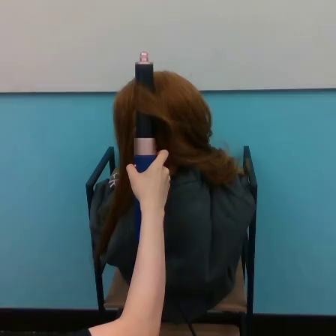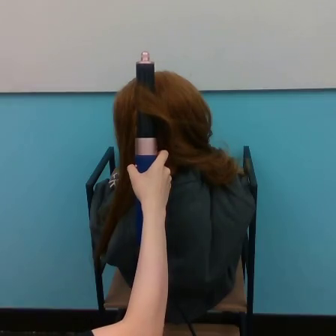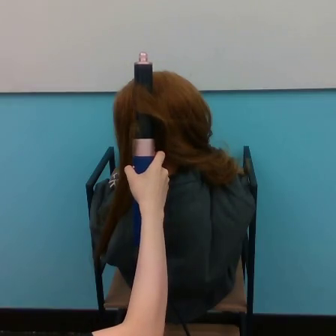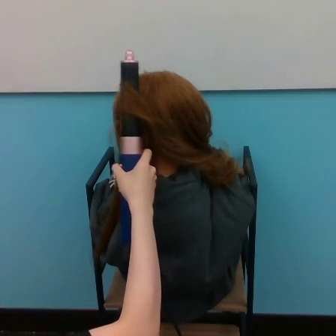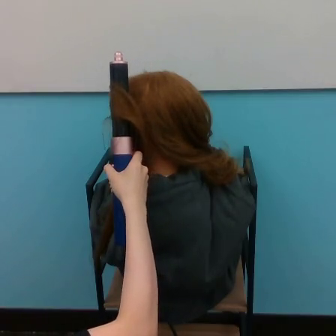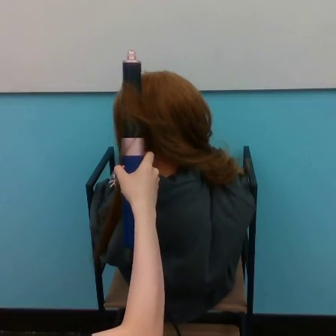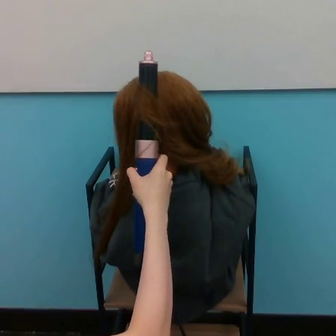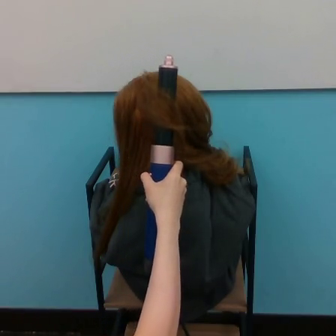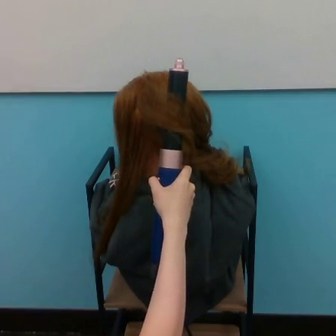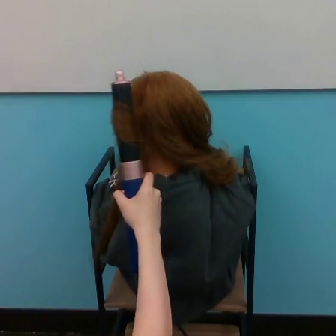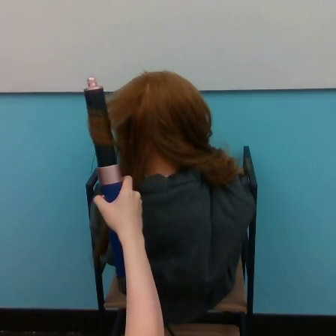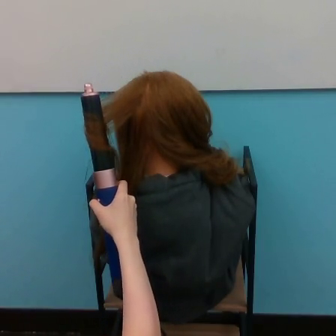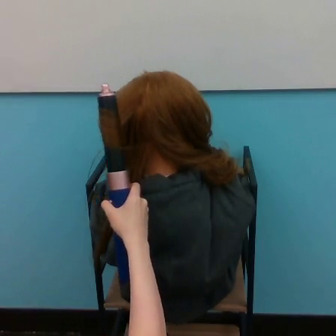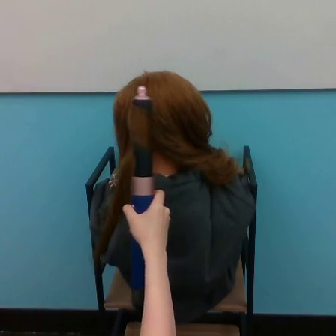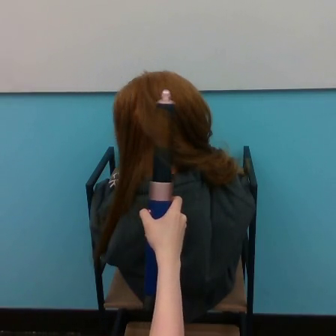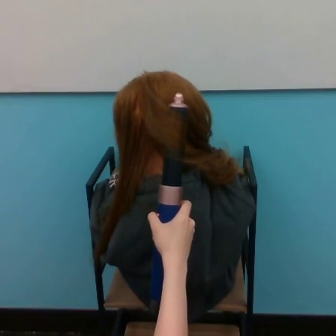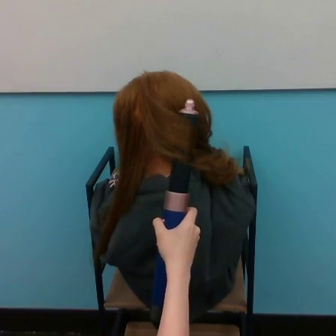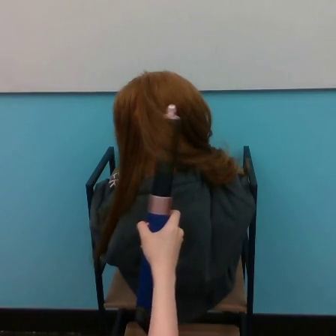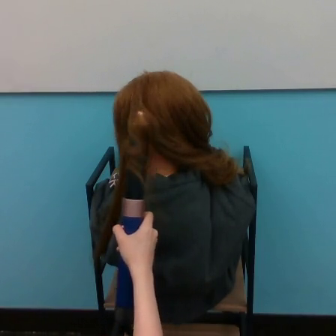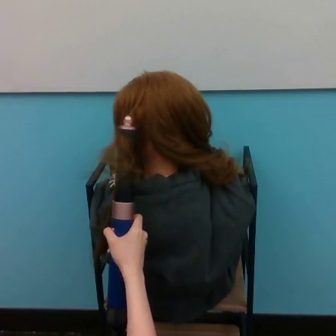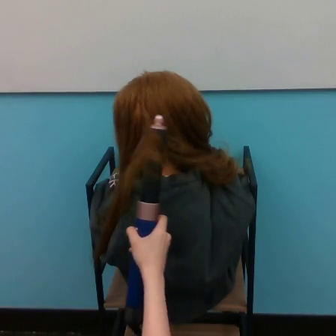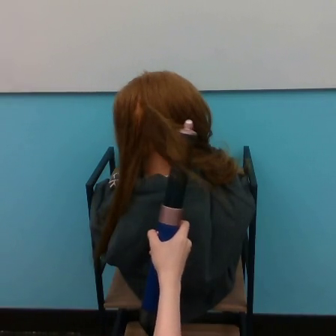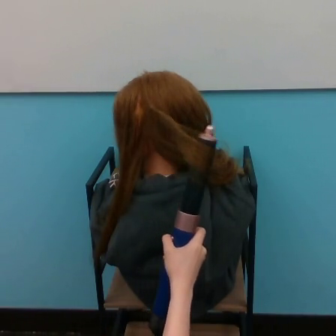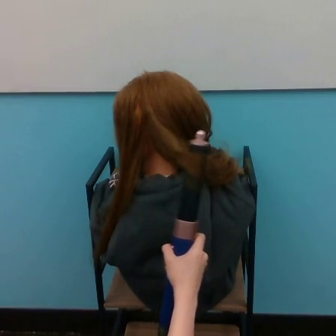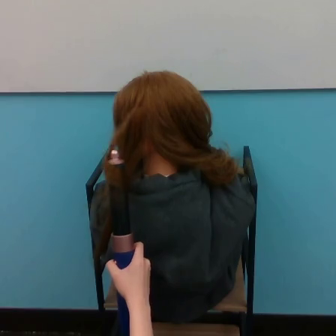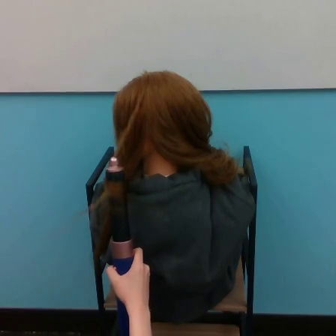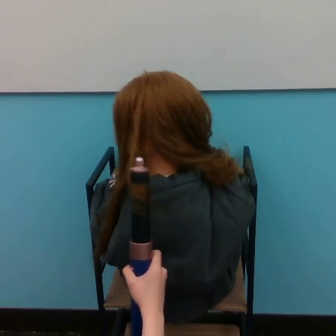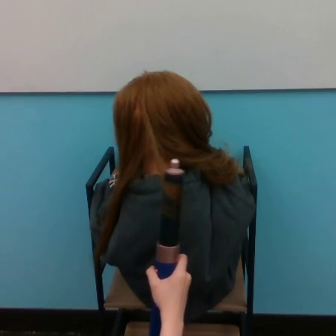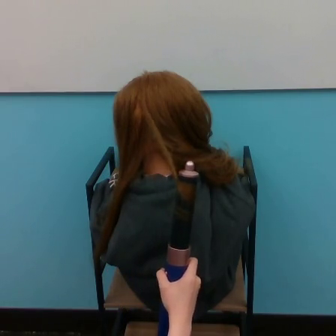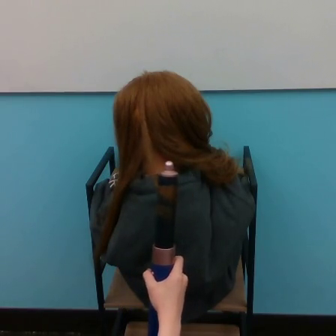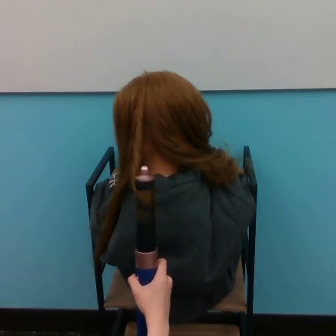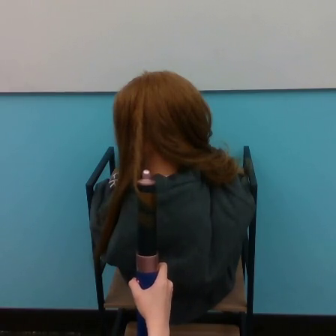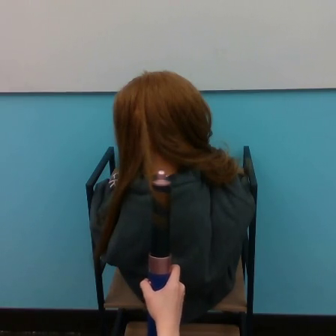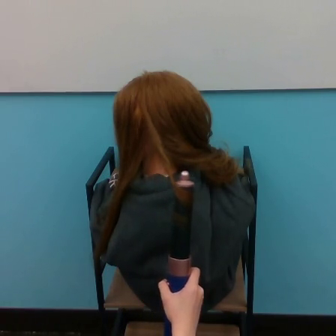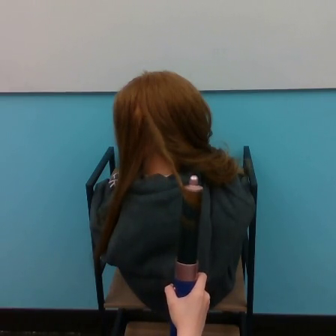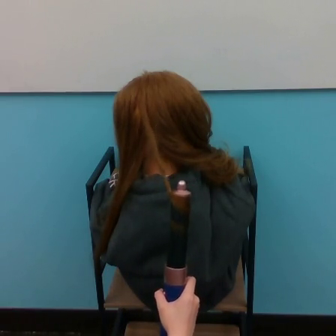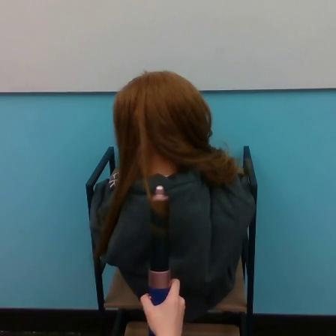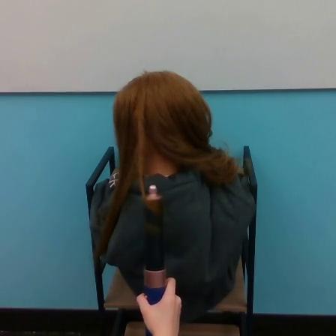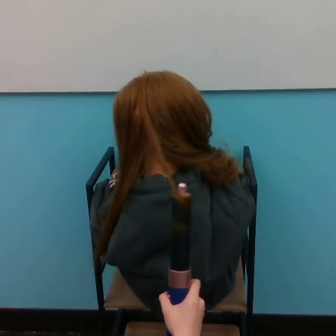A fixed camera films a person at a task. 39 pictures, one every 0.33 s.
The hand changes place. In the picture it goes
downward.
0.00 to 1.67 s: The hand goes to the left.
1.67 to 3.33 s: The hand goes to the right and downward, then to the left.
3.33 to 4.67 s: The hand goes to the right and downward.
4.67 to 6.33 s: The hand goes to the left and downward, on a clockwise arc.
6.33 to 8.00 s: The hand goes to the right, then to the left.
8.00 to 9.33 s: The hand goes to the right.
9.33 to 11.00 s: The hand goes to the left, then to the right.
11.00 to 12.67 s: The hand moves only a little.
Task: curl hair.
Motion: move downward, making horizontal oscillations to the left and to the right.
